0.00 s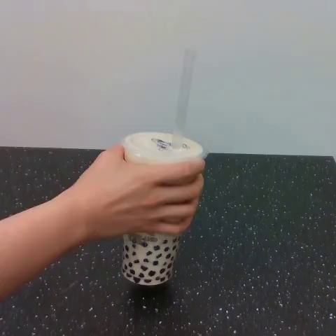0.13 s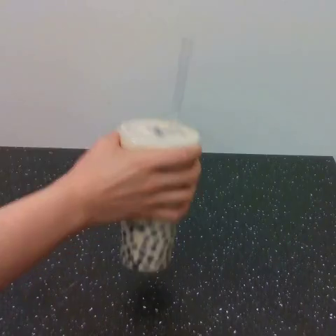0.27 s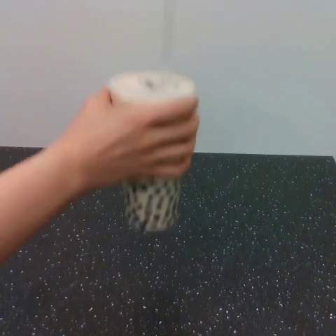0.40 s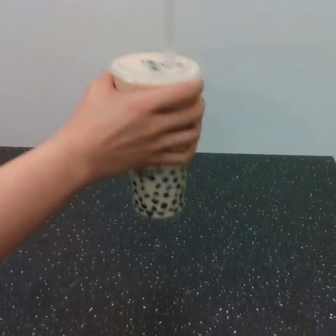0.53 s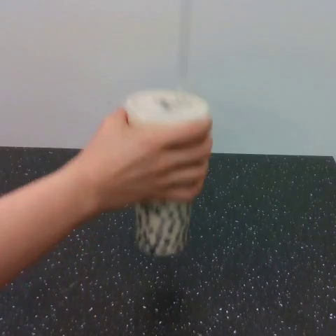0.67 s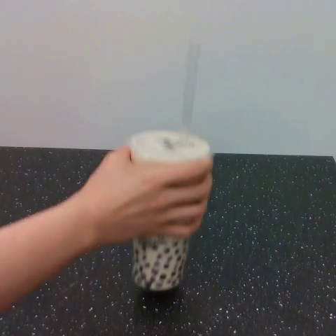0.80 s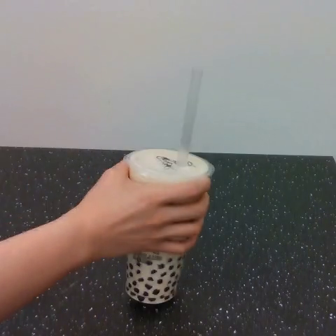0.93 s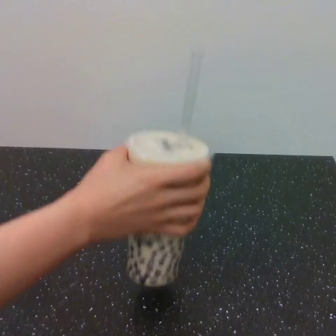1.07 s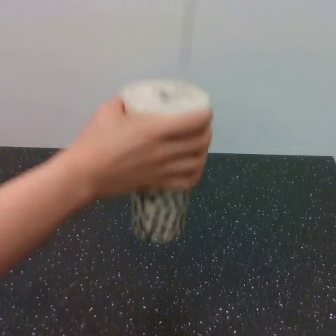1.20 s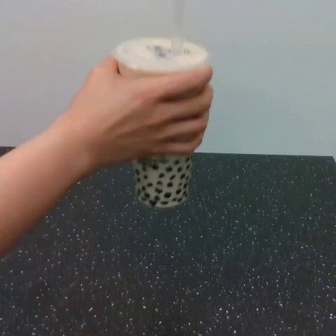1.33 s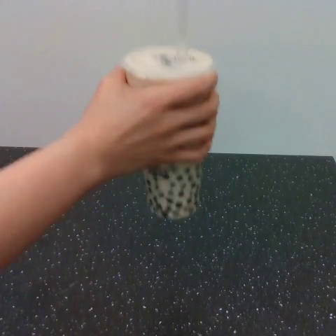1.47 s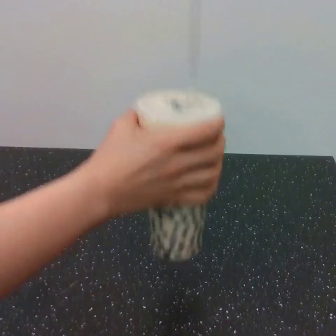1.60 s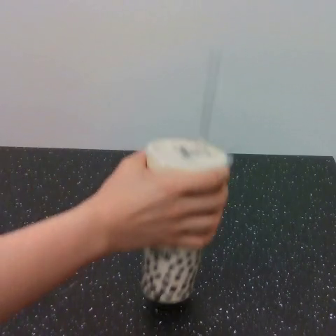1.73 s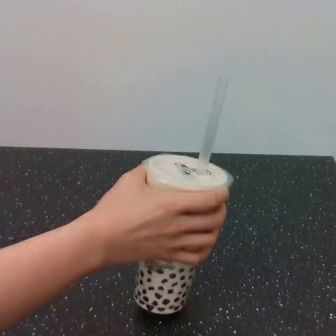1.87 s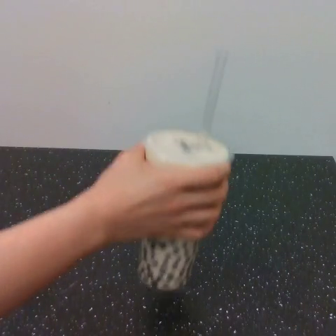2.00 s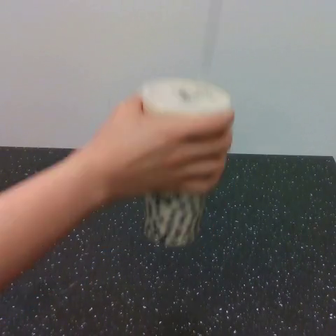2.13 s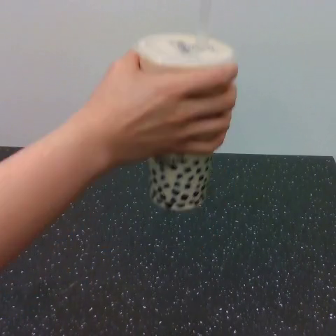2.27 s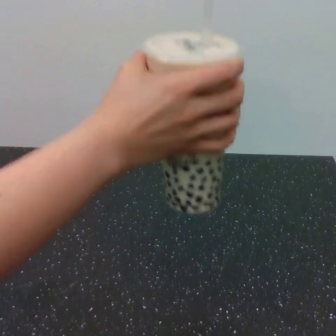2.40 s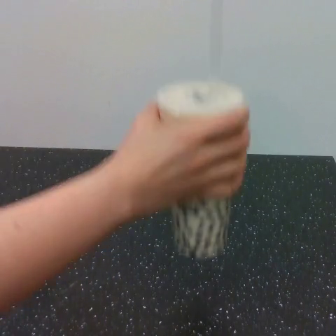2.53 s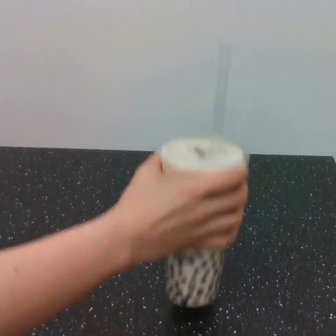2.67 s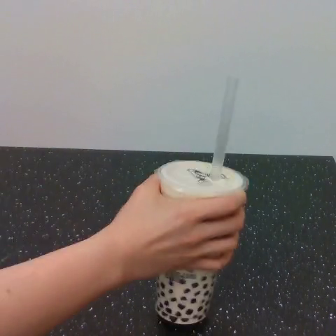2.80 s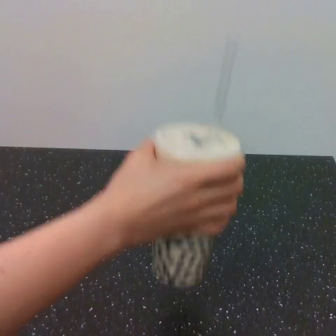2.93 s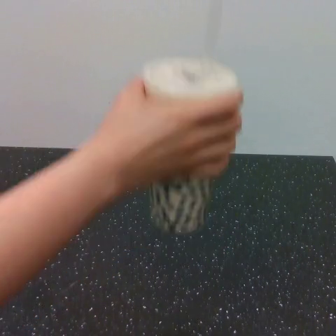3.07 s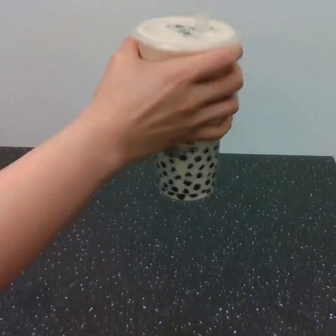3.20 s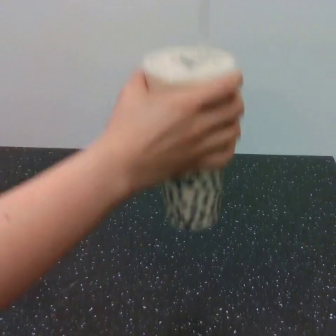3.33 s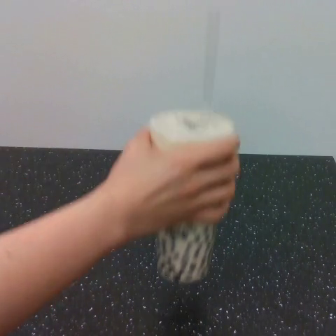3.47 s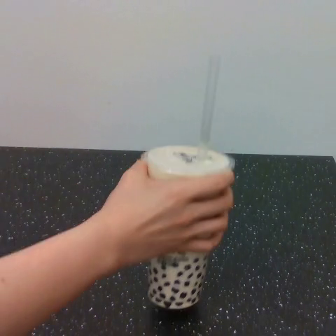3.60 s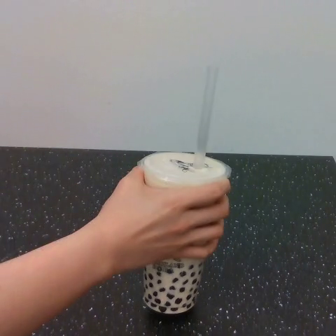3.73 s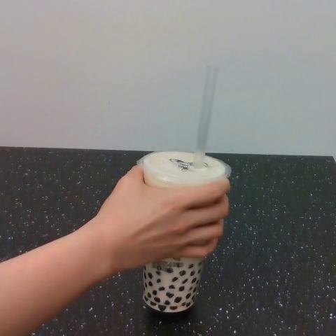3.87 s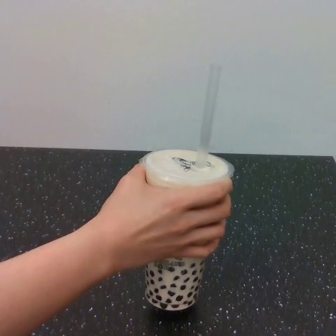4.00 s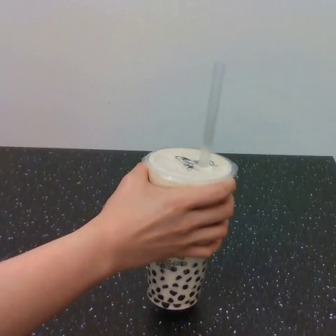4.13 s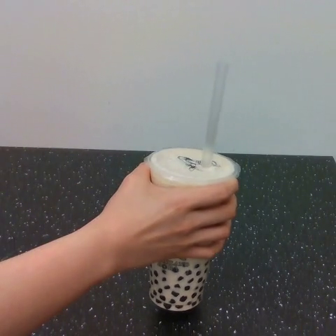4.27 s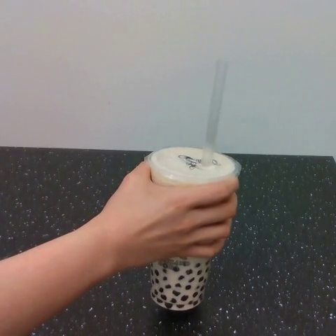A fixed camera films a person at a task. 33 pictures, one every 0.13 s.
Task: shake the boba.
Motion: move up and down, repeating this sequence 4 times.
0.00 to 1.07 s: The hand goes upward, then downward.
1.07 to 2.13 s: The hand goes downward, then upward.
2.13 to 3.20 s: The hand goes downward, then upward.
3.20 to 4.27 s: The hand goes downward.
